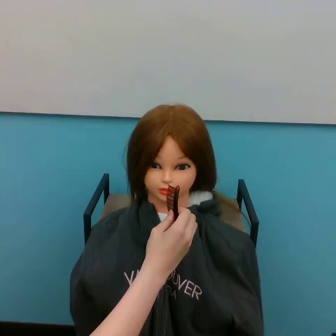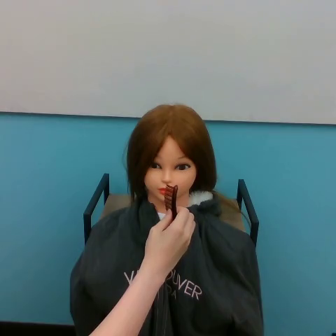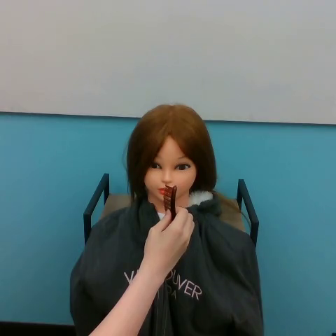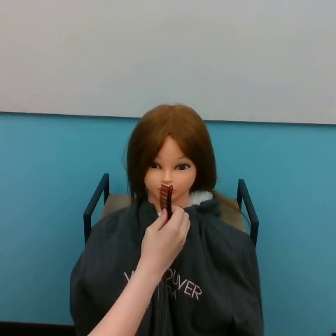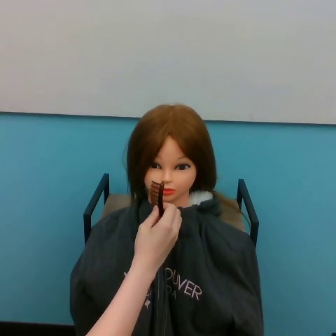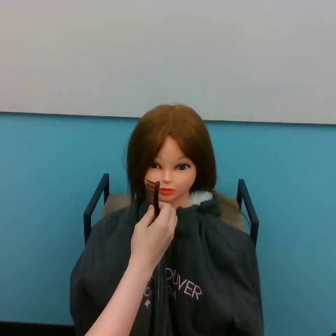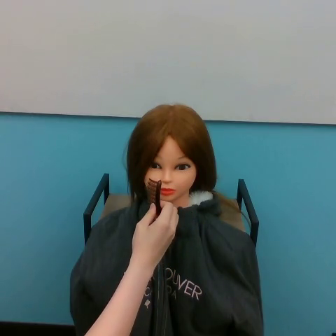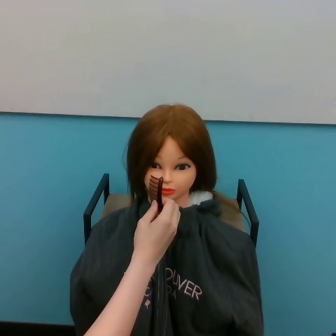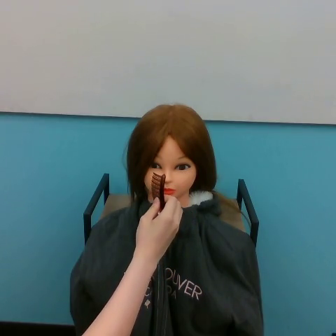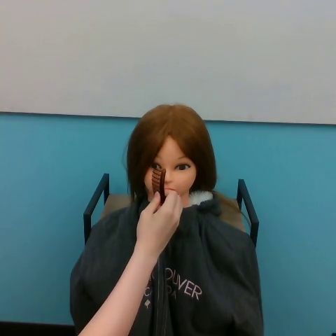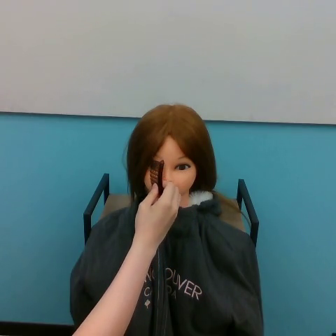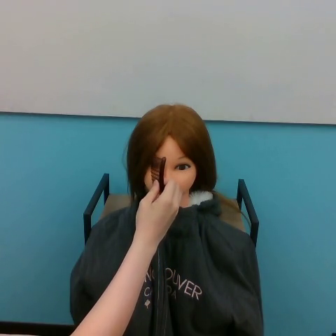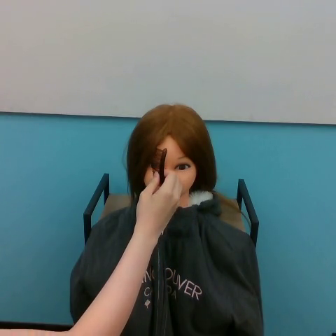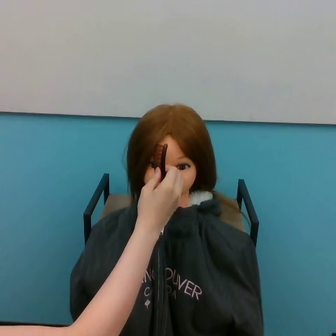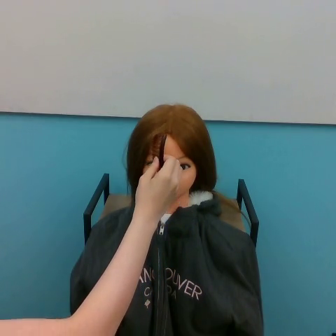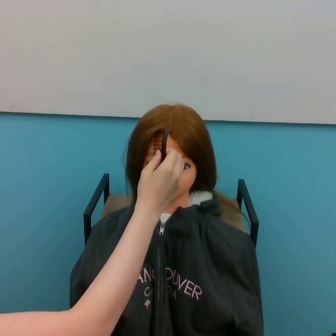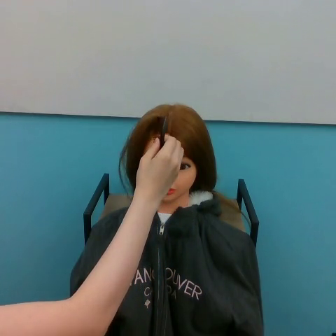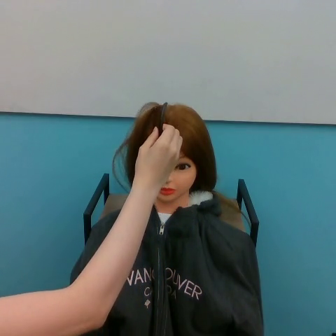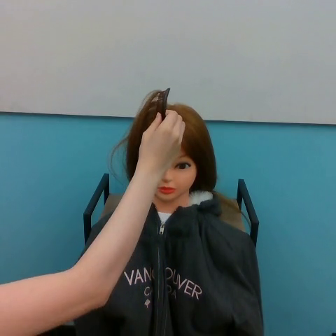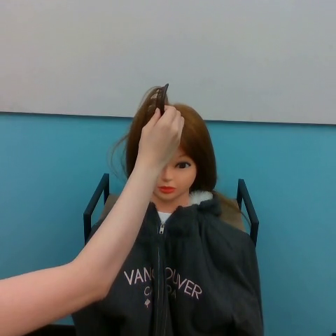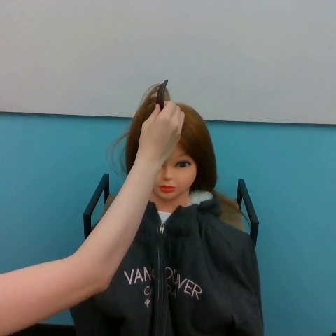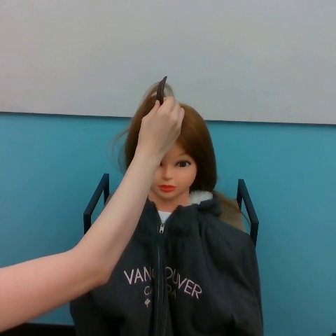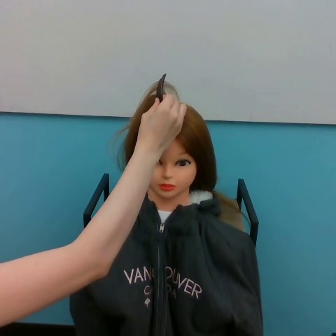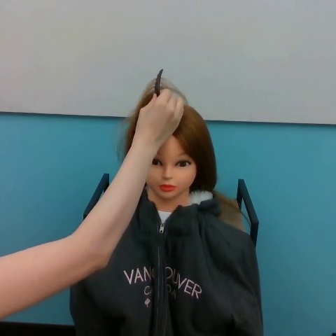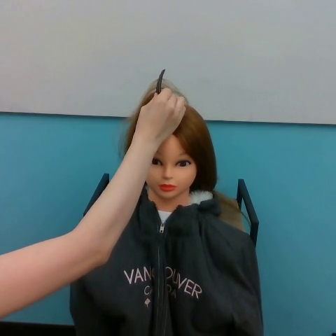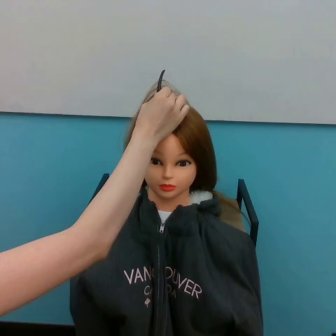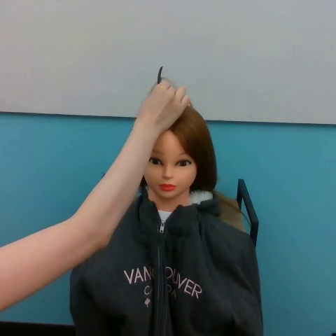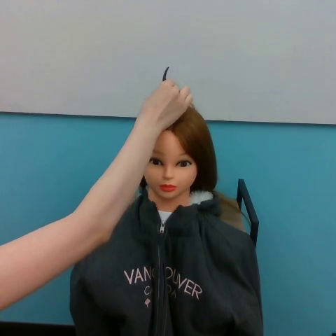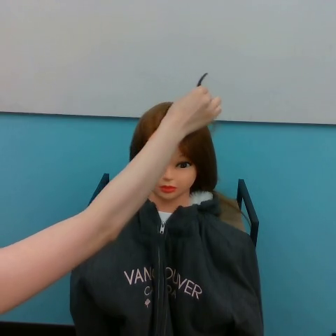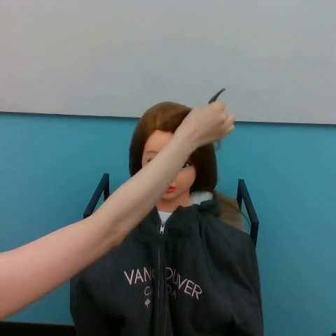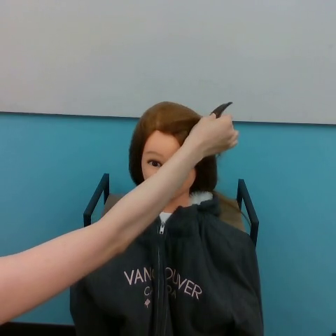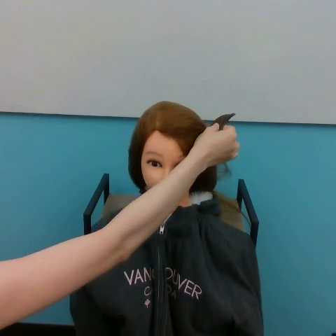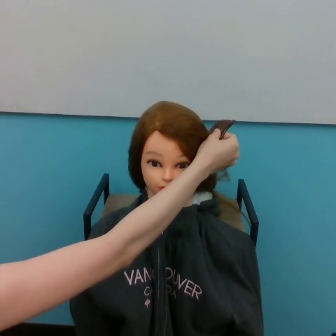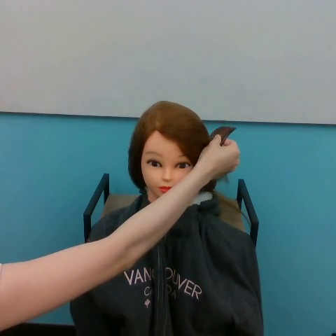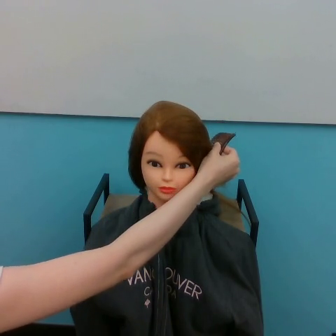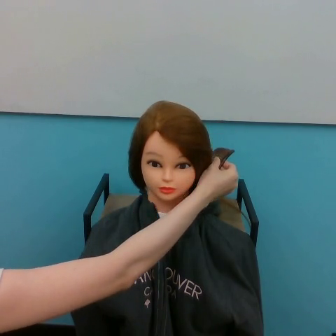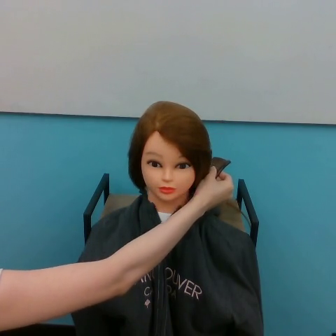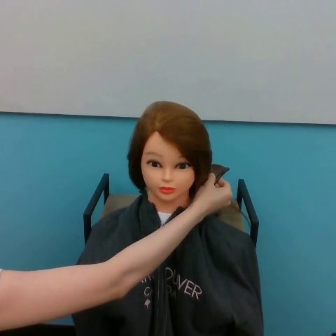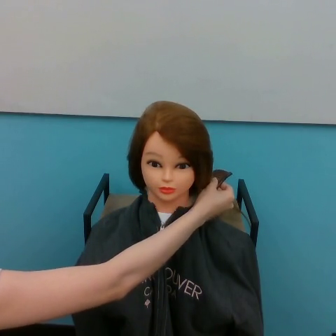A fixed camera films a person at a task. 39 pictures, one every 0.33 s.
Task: part hair.
Motion: move to the left shortly, move upward, then move downward and to the right.
0.00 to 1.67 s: The hand goes to the left.
1.67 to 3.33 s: The hand goes upward.
3.33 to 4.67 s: The hand goes upward.
4.67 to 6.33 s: The hand goes upward.
6.33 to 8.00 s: The hand goes upward.
8.00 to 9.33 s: The hand goes to the right.
9.33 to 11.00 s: The hand goes downward.
11.00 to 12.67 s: The hand goes downward.
